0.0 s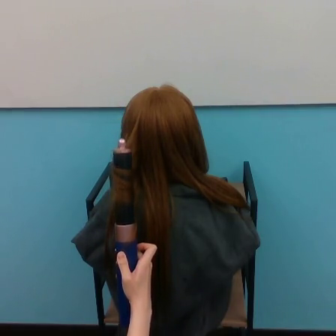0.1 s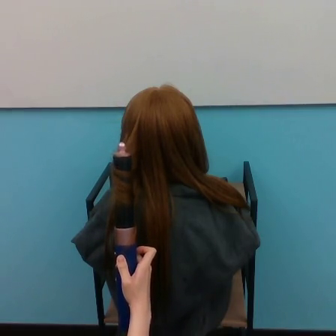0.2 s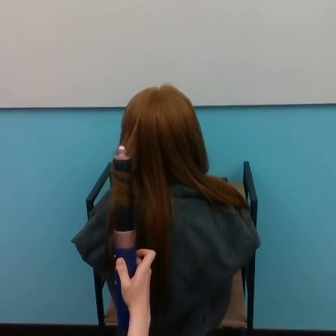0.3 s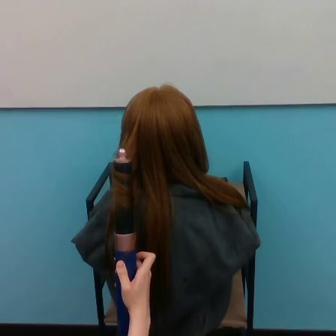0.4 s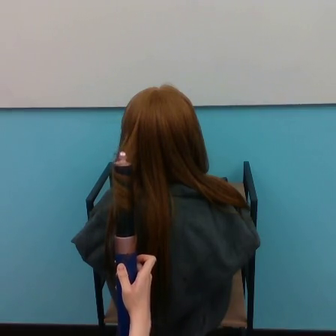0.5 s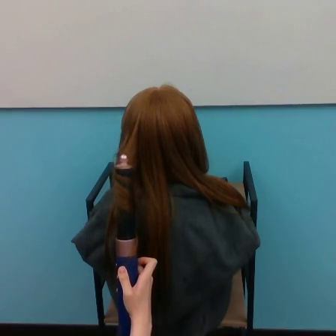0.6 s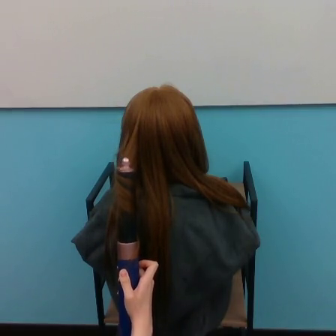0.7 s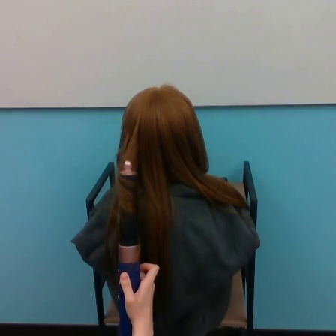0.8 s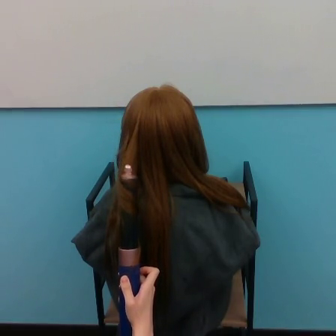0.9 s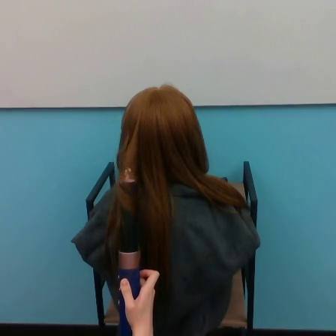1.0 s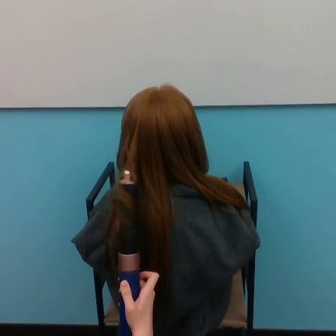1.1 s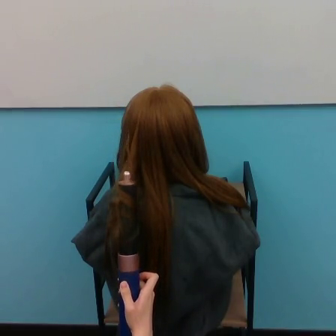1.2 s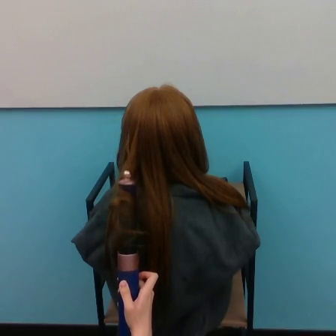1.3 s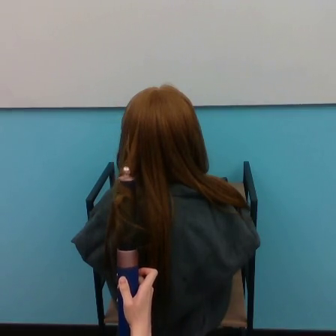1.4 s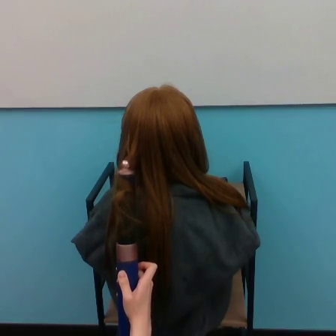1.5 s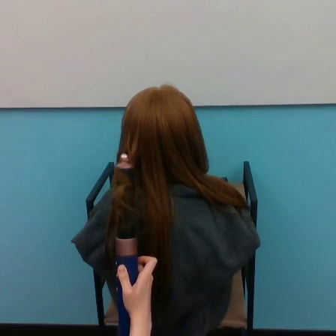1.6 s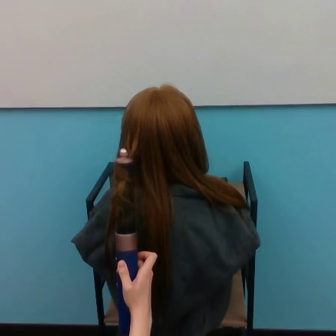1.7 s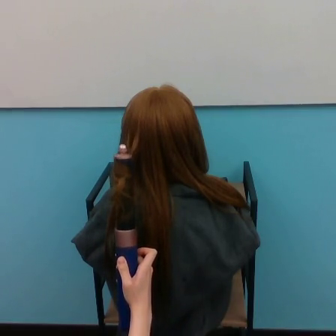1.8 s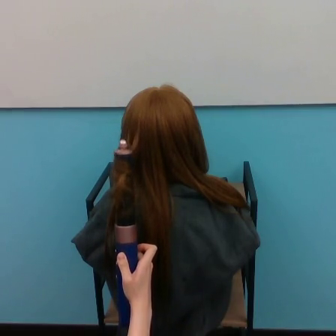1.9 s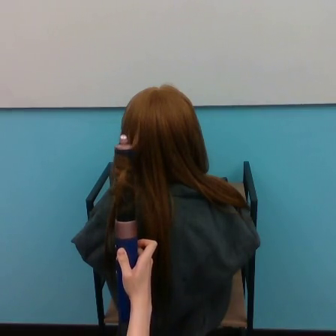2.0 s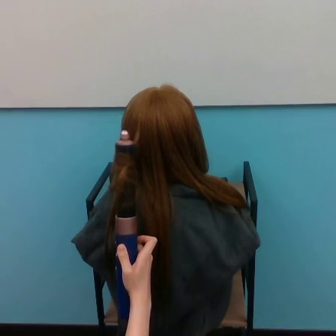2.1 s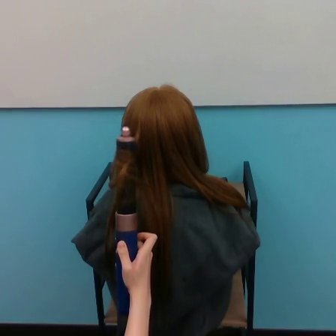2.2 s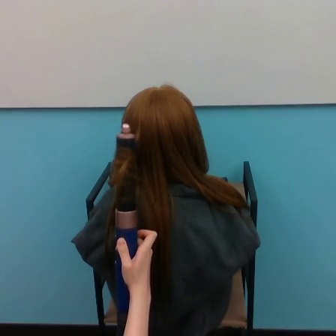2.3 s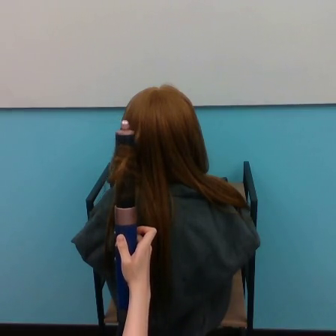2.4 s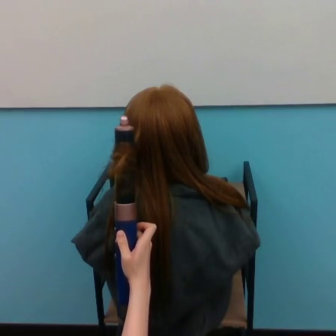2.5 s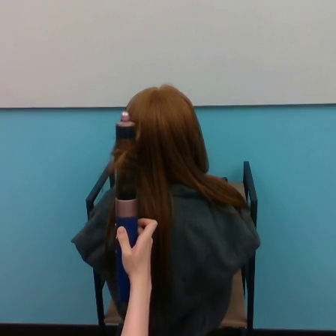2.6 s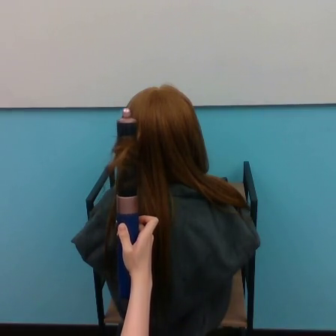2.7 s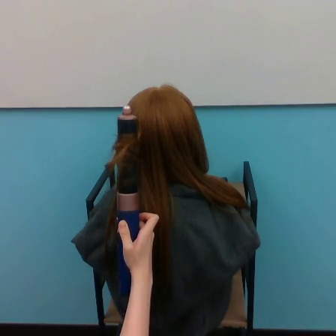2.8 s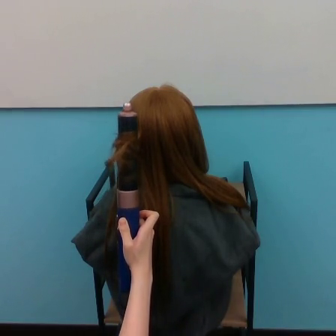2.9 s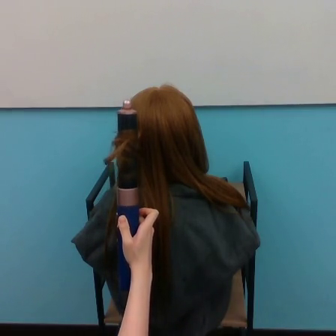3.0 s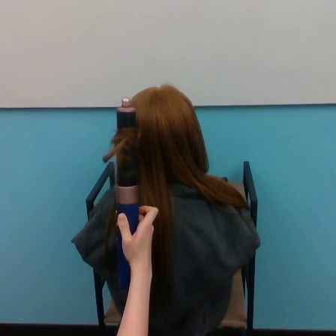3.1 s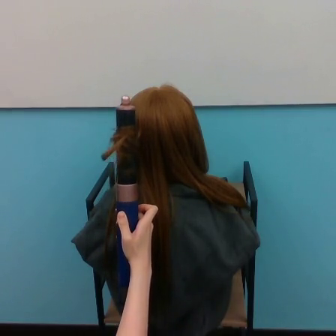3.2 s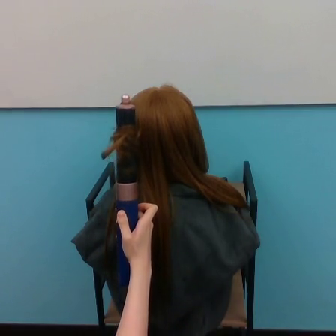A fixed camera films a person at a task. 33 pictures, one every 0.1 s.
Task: curl hair.
0.0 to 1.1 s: The hand goes downward.
1.1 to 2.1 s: The hand goes upward.
2.1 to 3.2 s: The hand goes upward.
